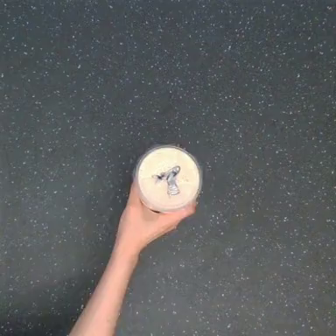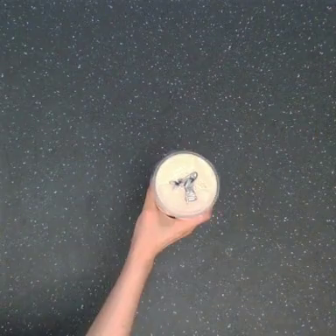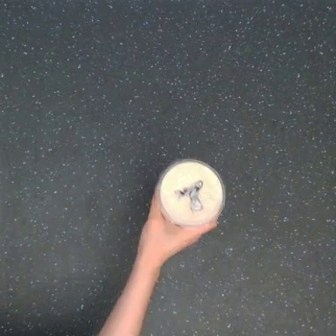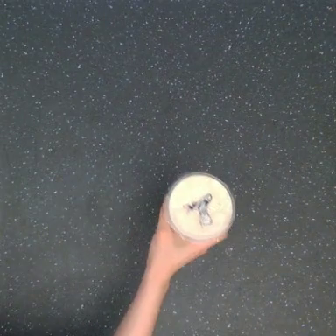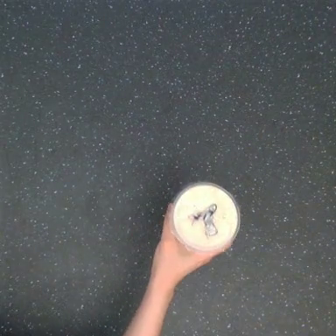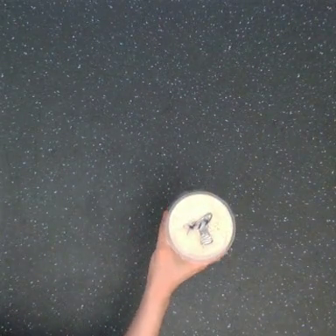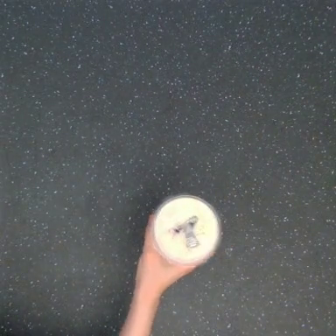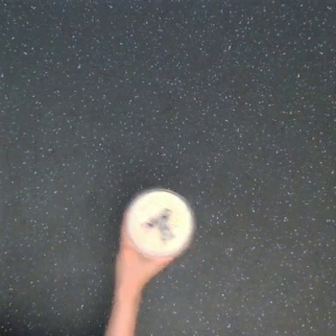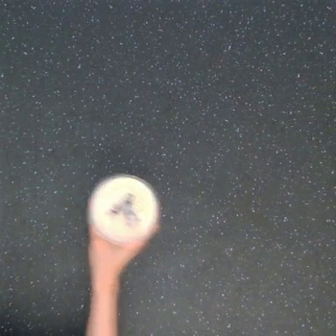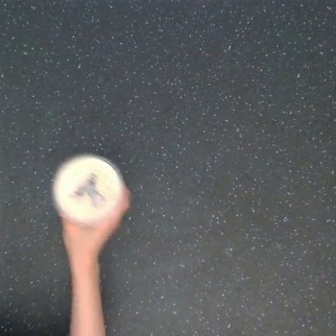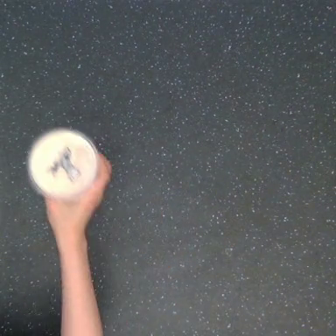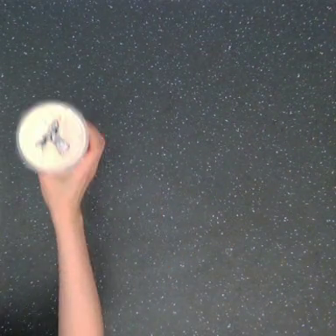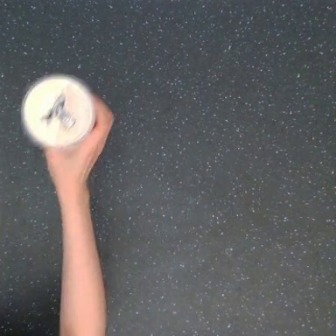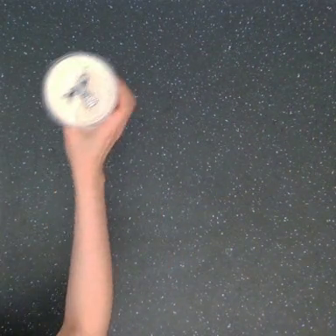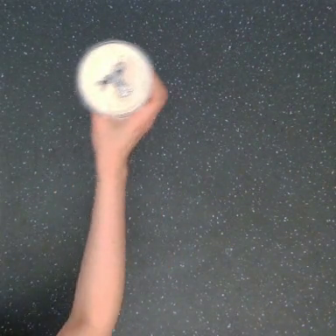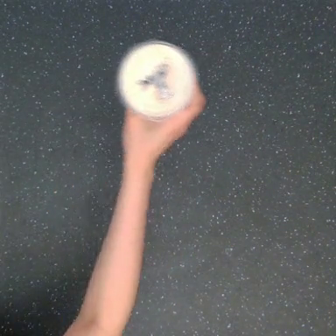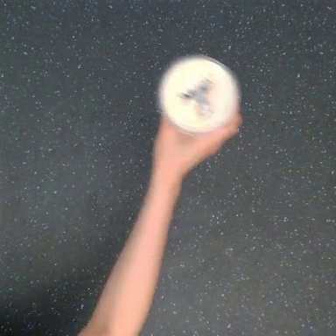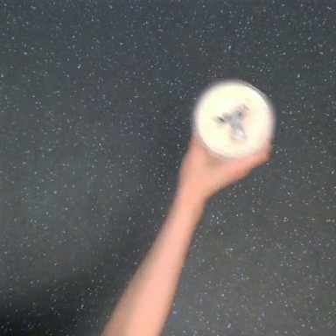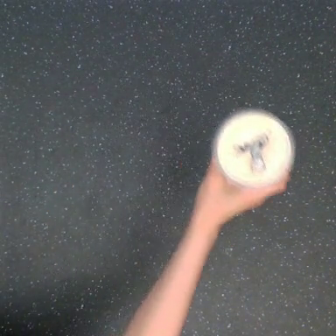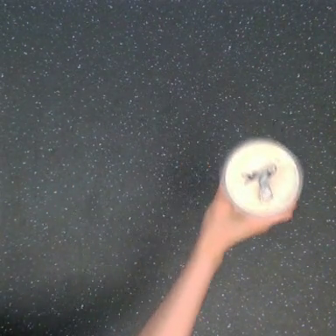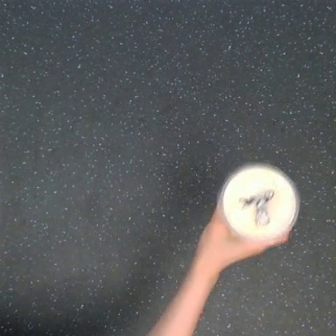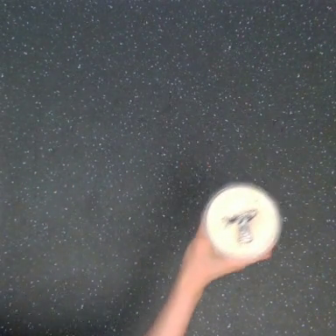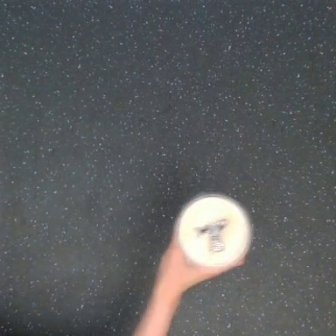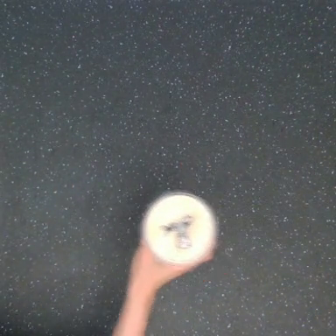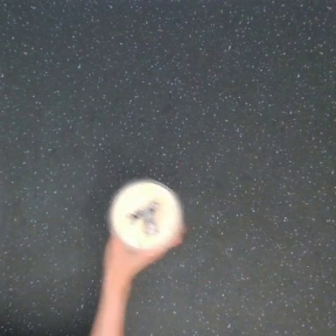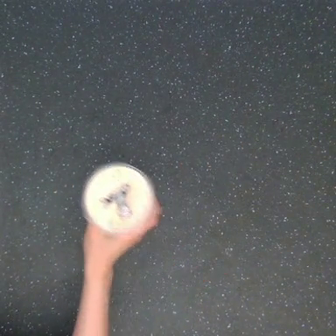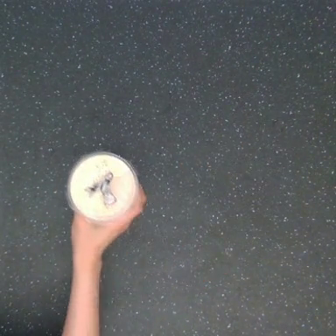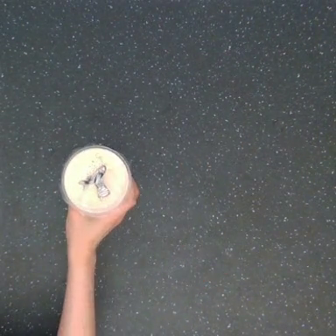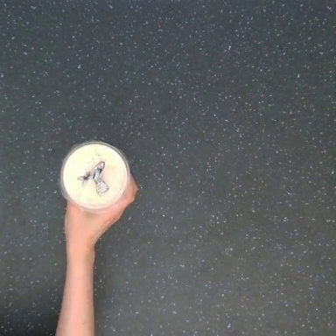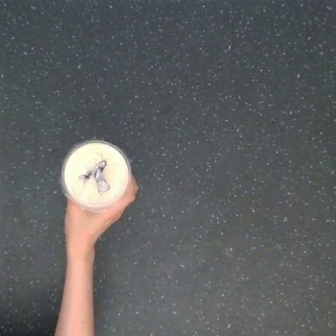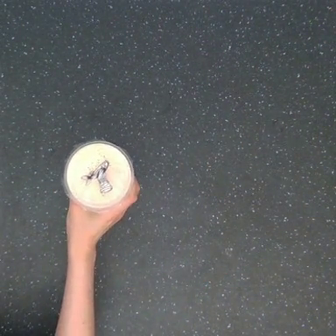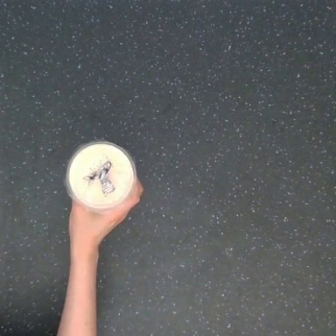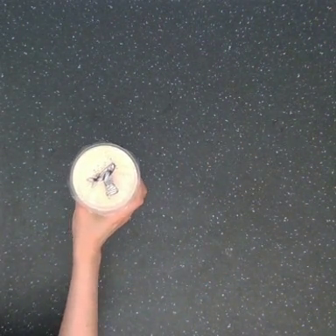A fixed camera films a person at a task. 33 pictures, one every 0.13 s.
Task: shake the boba.
Motion: make a circular motion clockwise.
0.00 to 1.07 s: The hand goes to the left.
1.07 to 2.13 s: The hand goes upward and to the right.
2.13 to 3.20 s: The hand goes downward and to the left.
3.20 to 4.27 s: The hand goes to the left and upward.
